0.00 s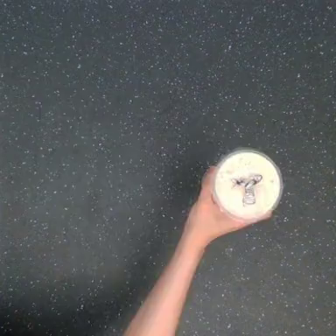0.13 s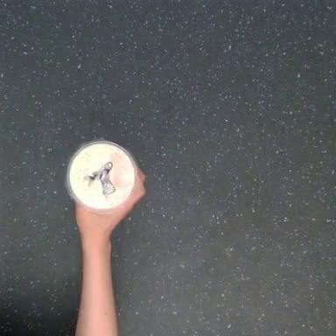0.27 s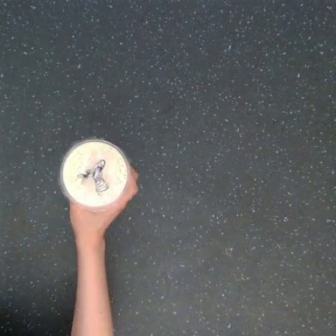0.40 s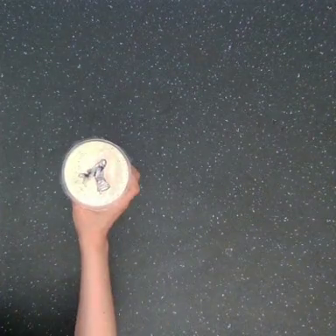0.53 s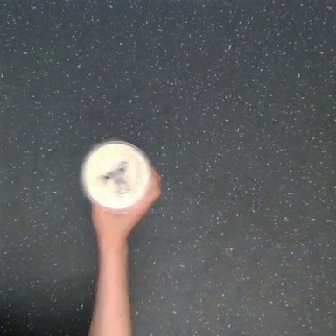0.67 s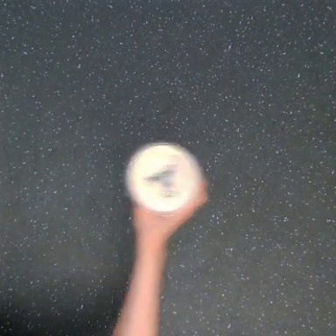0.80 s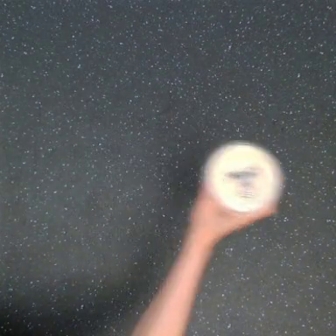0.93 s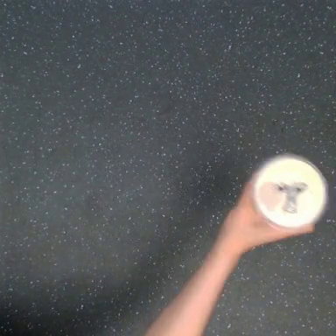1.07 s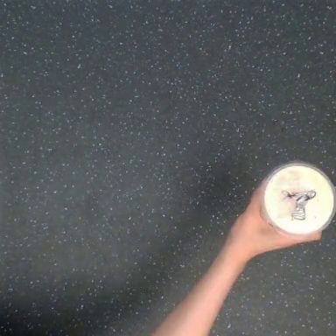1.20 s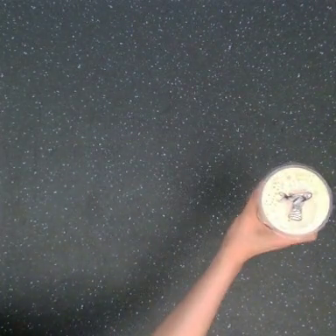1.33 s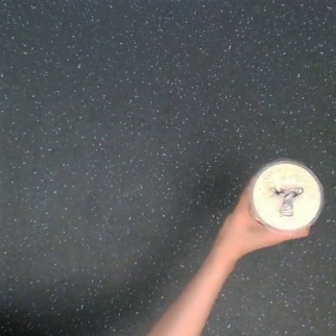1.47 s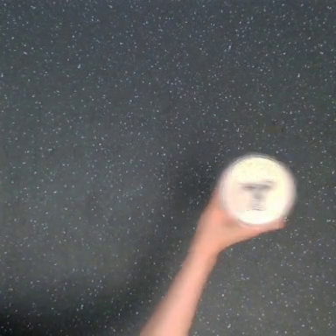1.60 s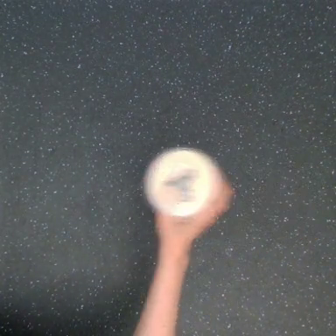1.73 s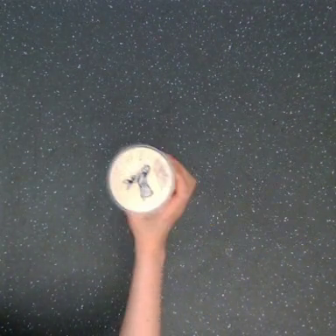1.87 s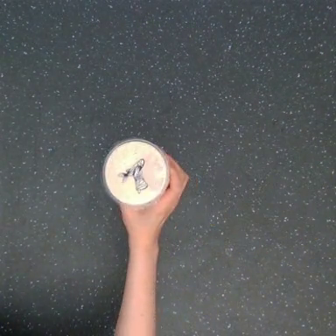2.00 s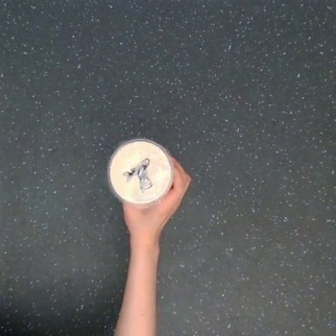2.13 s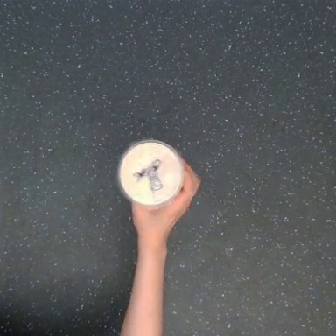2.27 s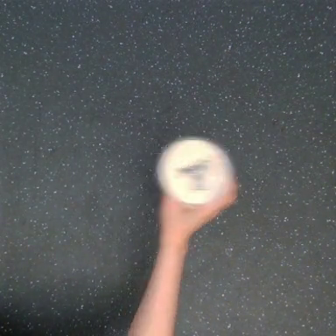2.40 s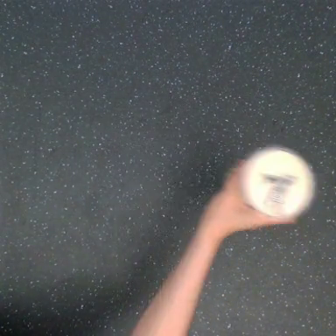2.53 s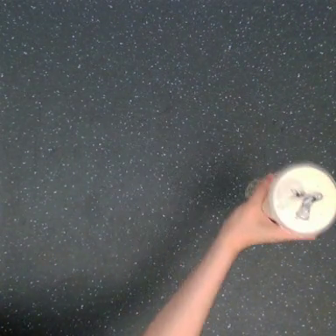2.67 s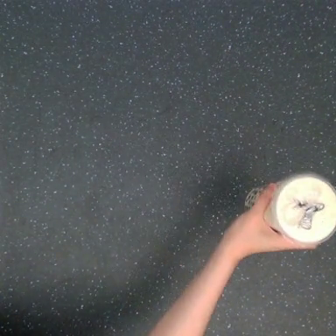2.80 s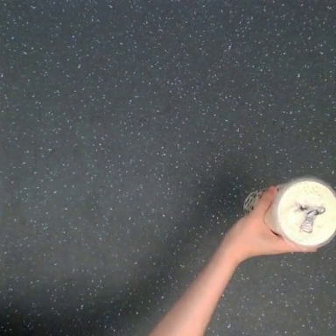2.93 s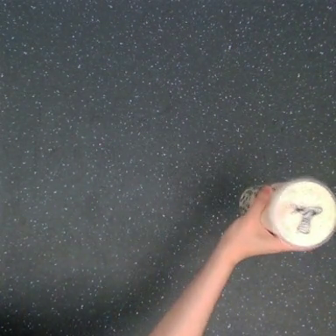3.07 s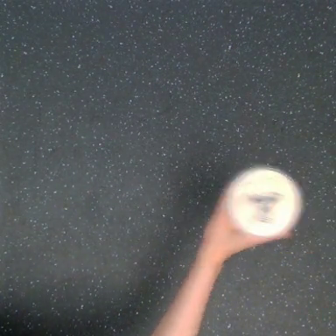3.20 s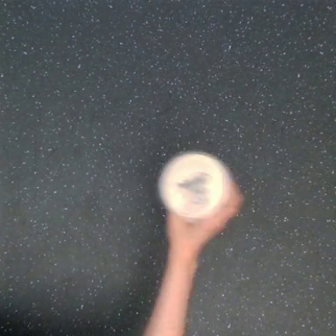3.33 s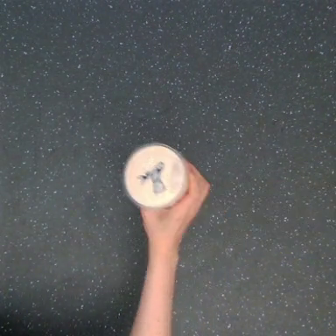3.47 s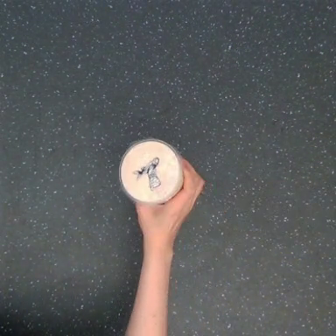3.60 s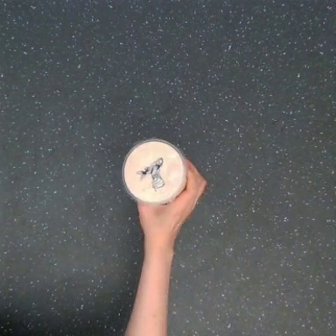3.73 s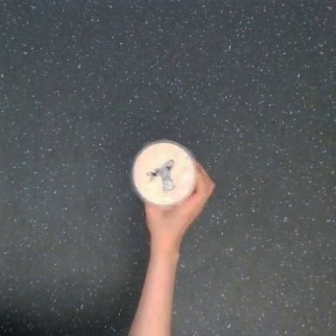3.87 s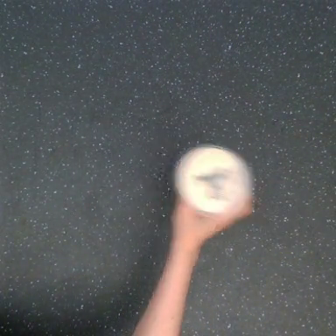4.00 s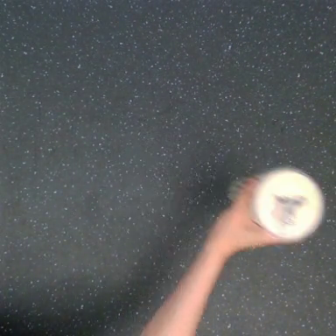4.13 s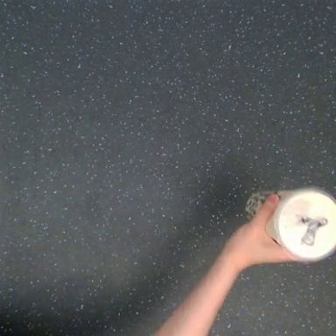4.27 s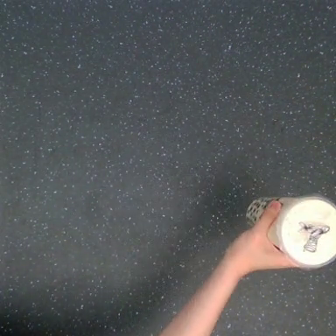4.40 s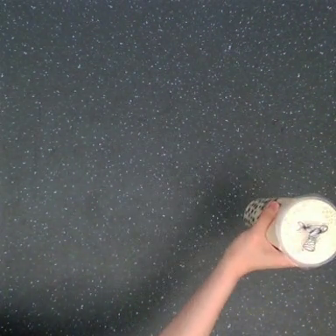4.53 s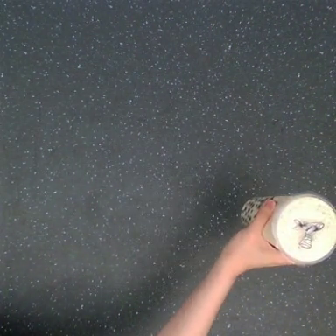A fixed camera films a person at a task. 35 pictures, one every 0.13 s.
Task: shake the boba.
Motion: move to the left and move to the right, repeating this sequence 3 times.
0.00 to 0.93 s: The hand goes to the left, then to the right.
0.93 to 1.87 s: The hand goes to the left.
1.87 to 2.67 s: The hand goes to the right and downward.
2.67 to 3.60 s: The hand goes to the left and upward.
3.60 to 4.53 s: The hand goes to the right and downward.
